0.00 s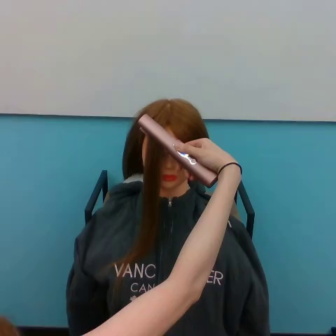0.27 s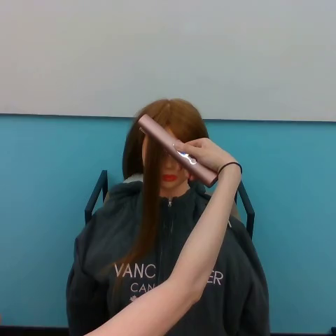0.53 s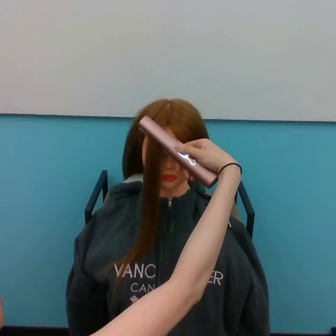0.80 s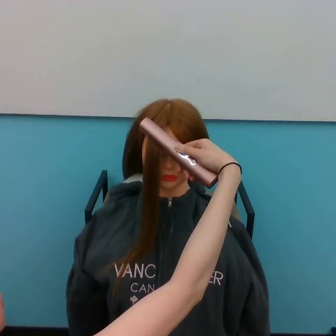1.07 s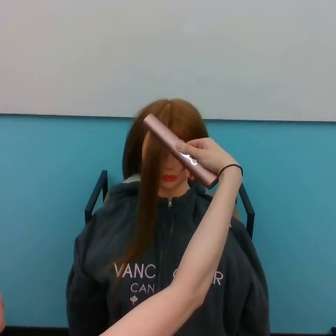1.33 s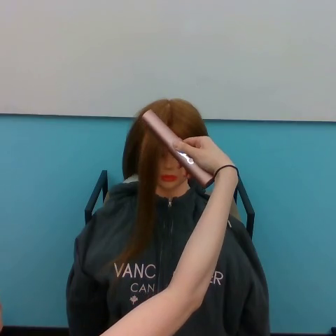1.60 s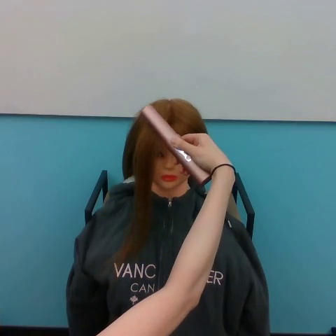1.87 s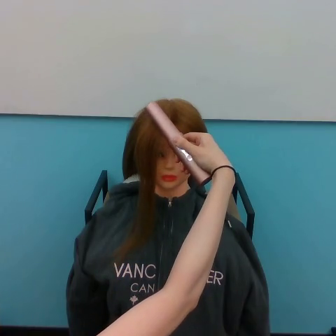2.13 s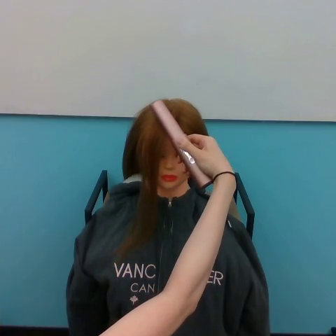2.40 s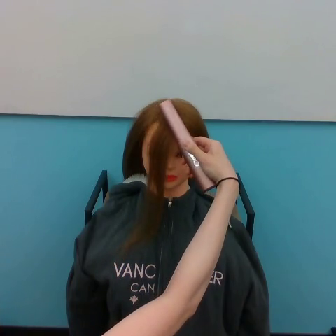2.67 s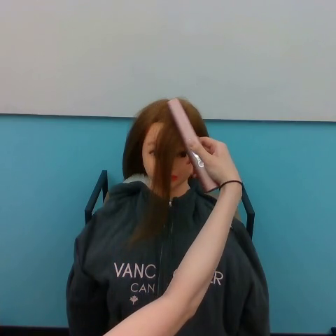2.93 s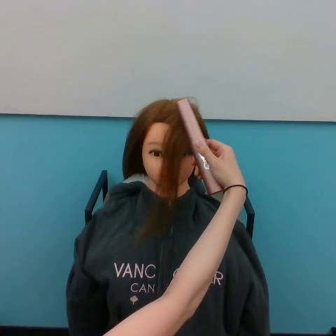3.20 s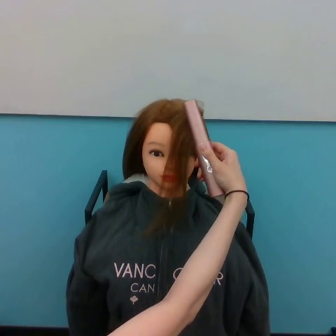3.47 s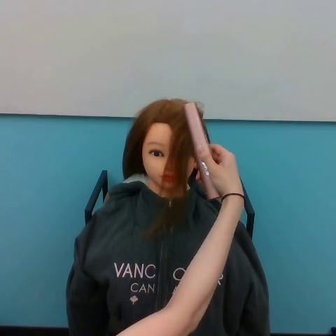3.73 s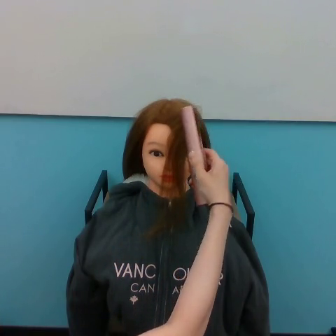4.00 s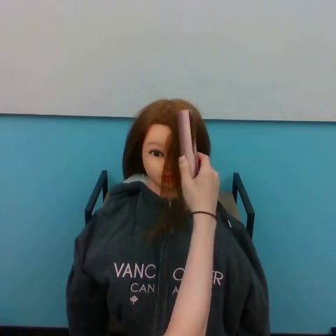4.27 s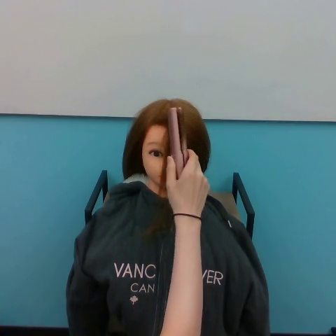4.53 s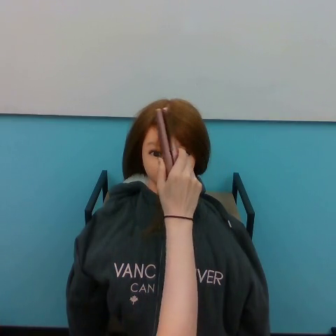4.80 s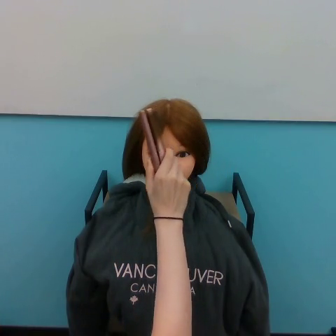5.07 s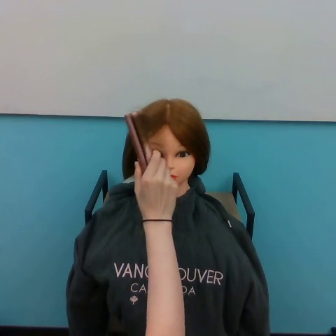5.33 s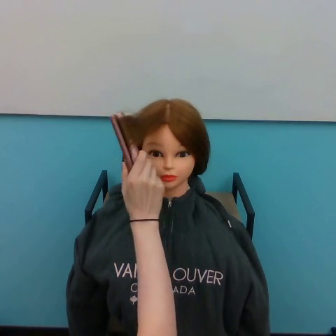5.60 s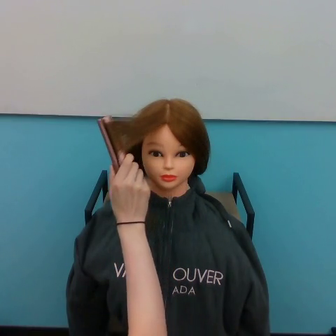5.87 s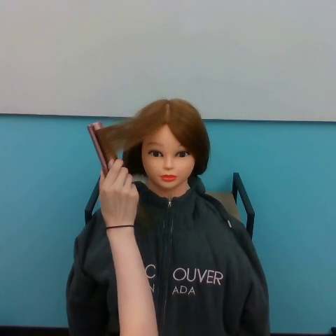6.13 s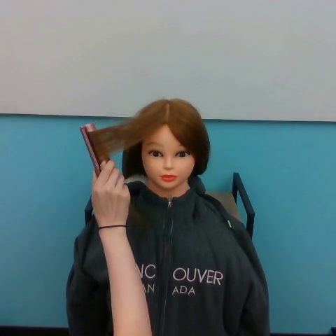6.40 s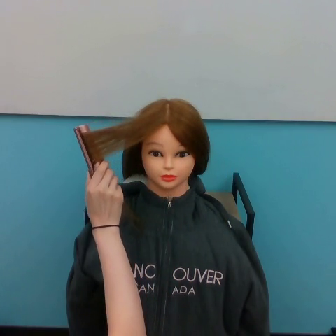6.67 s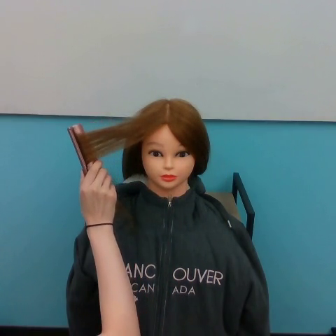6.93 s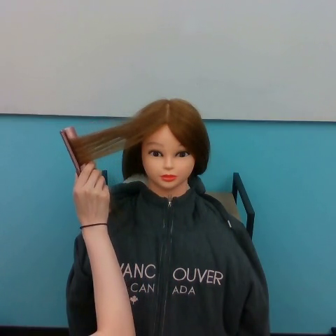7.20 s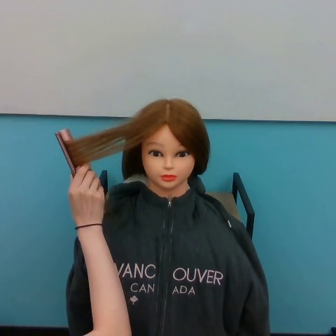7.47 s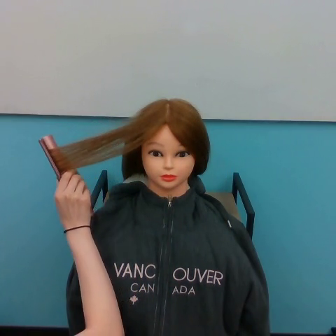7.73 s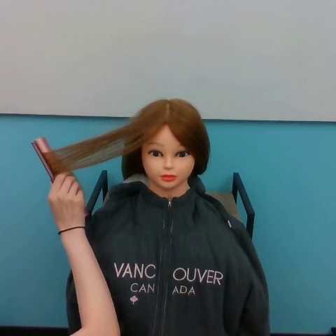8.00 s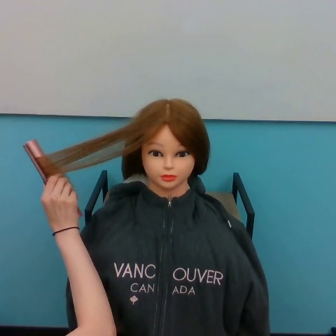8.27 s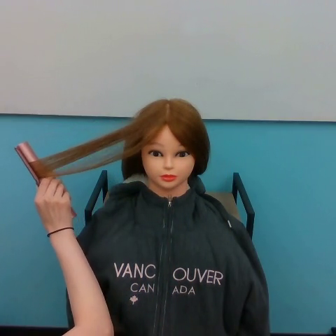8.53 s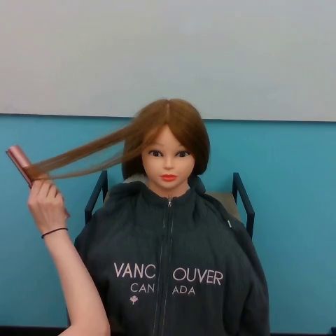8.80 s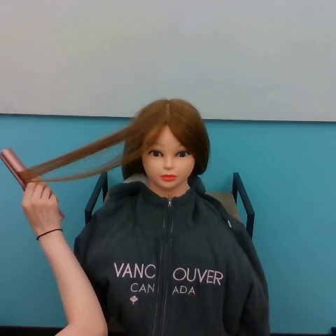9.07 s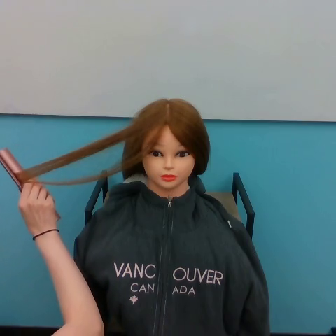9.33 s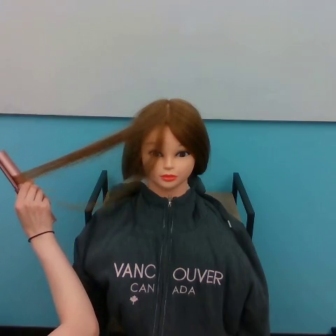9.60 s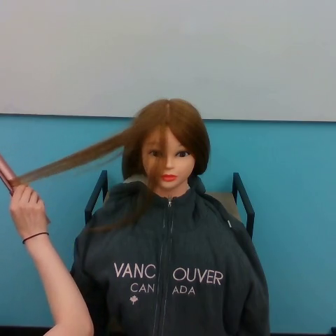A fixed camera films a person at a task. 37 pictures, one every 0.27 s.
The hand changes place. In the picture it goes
to the left.
0.00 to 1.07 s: The hand stays where it is.
1.07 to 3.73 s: The hand goes to the right and downward.
3.73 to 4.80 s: The hand goes to the left.
4.80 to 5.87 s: The hand goes to the left.
5.87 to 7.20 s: The hand goes to the left.
7.20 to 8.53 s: The hand goes to the left.
8.53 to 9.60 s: The hand goes to the left.
Task: straighten hair.
Motion: move downward and to the right shortly, then move to the left.
